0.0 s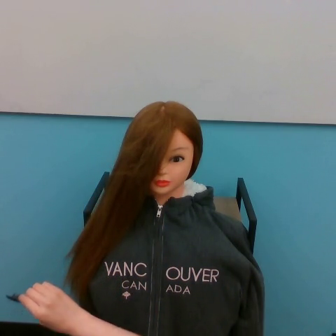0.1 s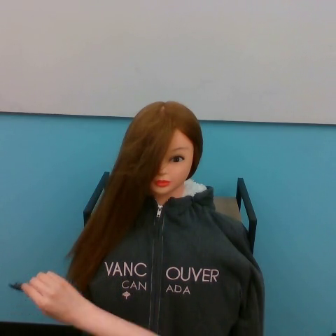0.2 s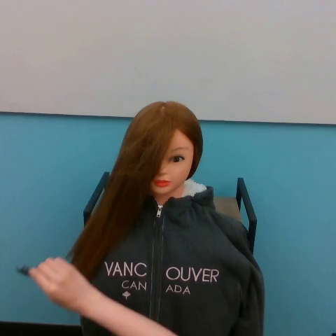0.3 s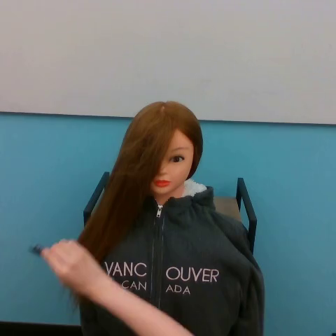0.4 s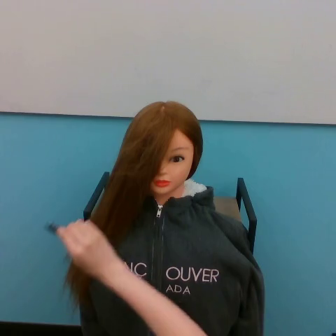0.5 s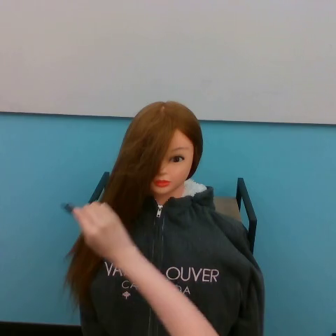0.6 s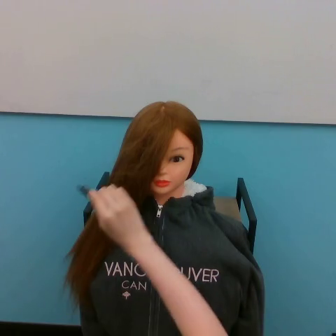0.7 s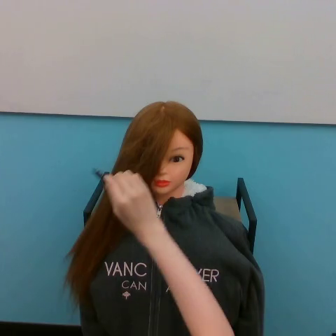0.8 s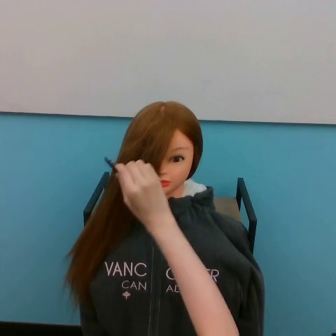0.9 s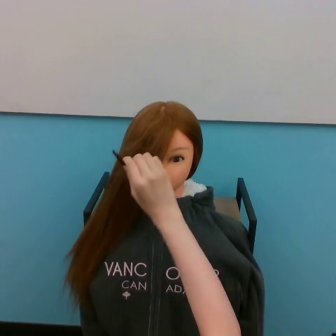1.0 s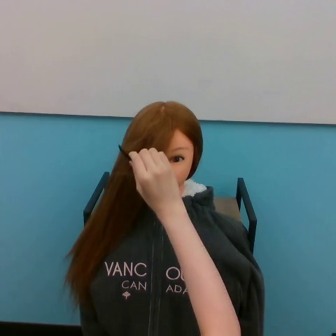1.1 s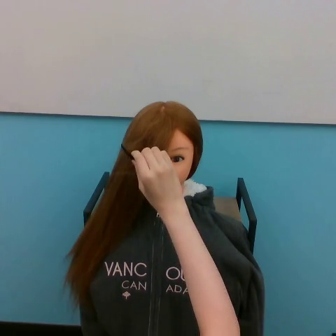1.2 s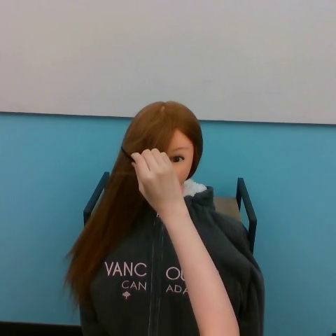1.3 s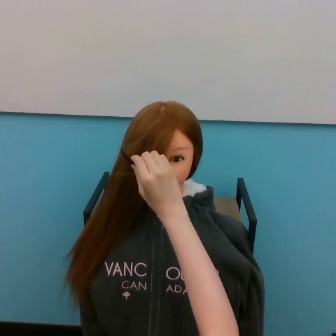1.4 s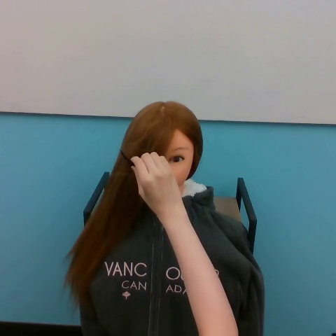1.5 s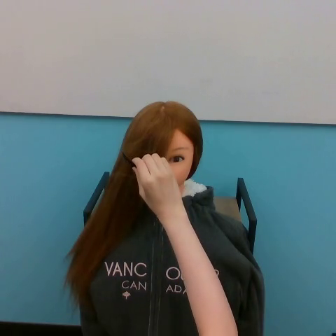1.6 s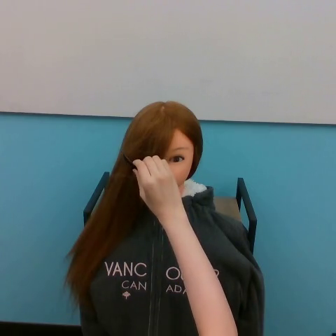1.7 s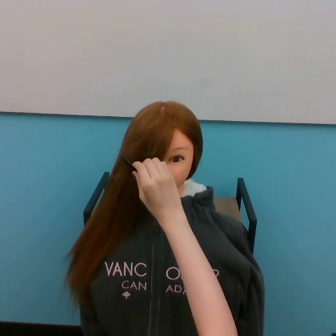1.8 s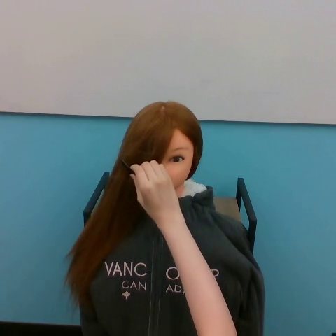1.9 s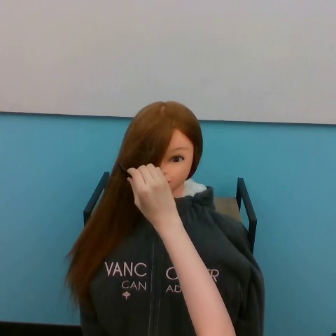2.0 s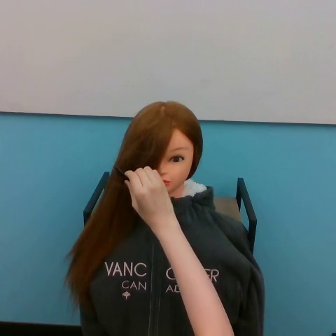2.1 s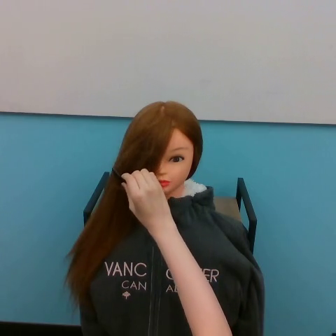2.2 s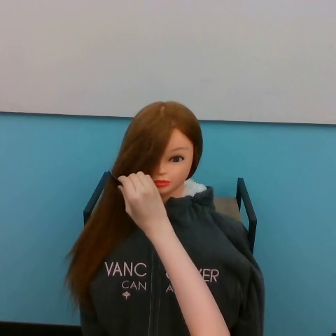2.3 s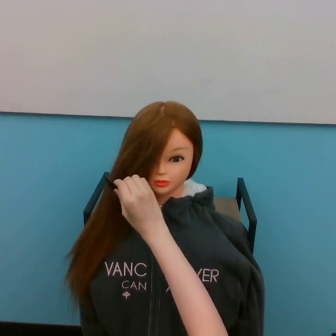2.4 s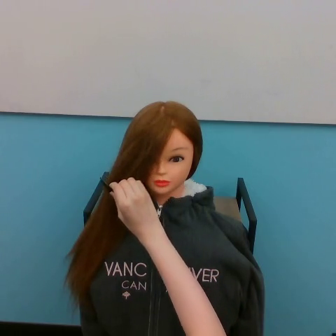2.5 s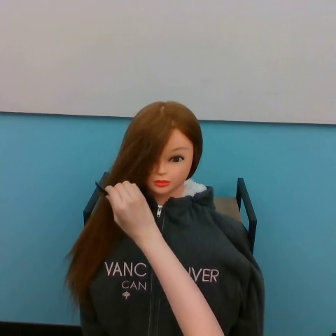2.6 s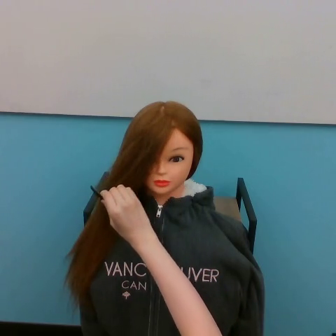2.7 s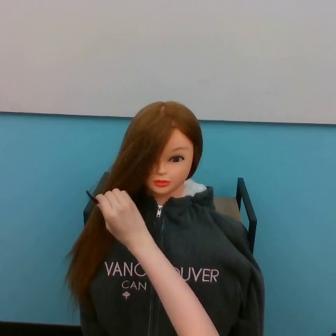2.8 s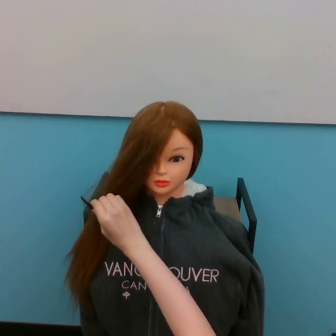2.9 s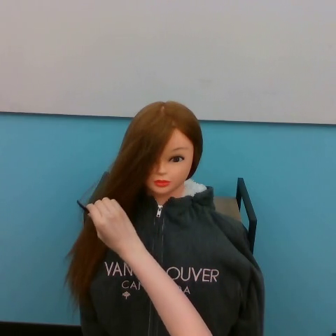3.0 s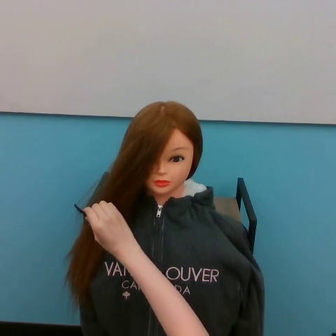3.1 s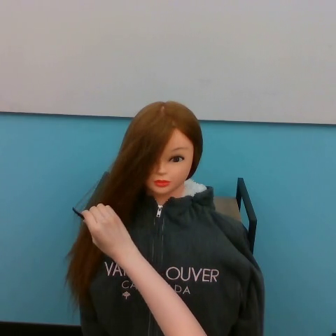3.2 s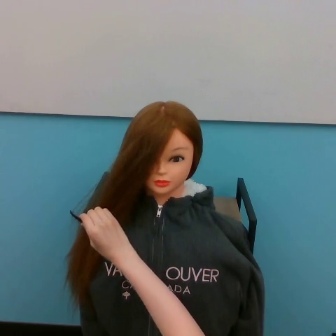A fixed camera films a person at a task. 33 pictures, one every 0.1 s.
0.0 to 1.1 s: The hand goes upward and to the right.
1.1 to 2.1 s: The hand goes downward.
2.1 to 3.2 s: The hand goes to the left and downward.
Task: brush hair.
